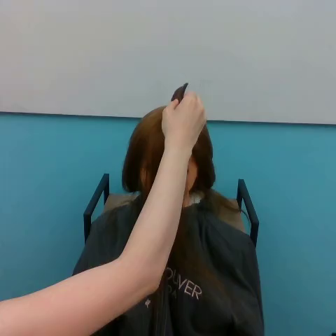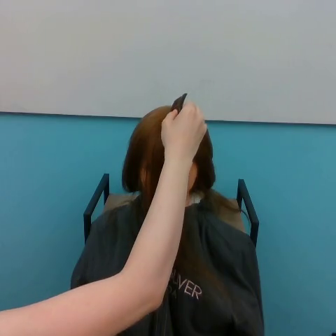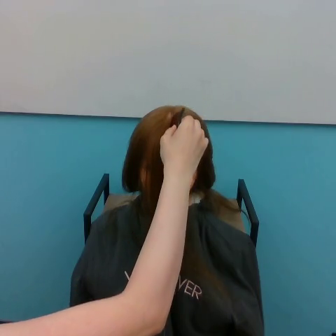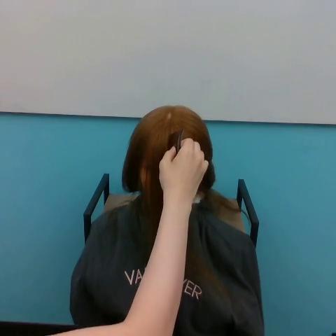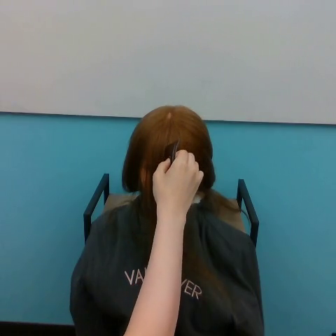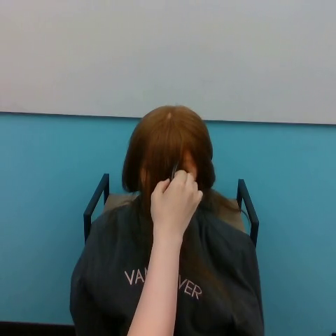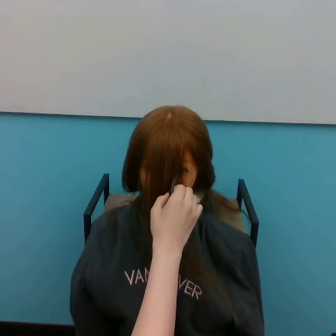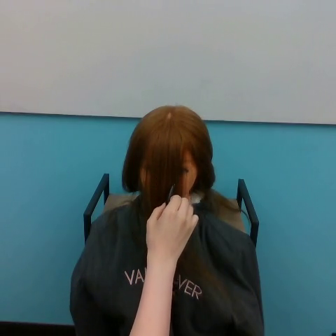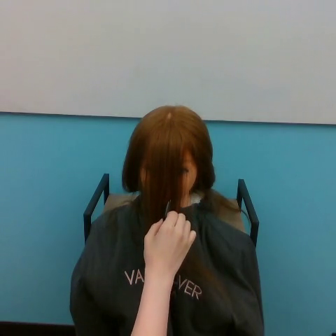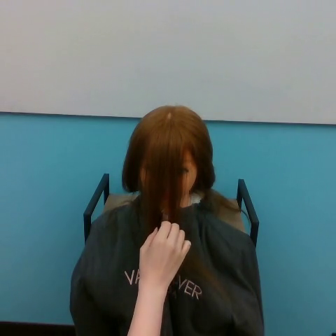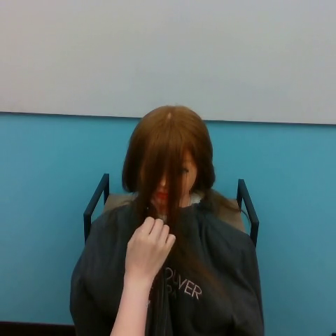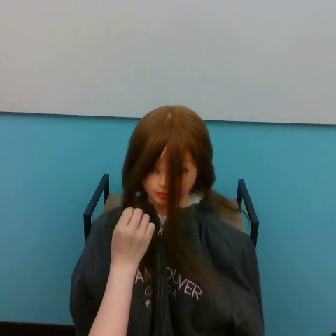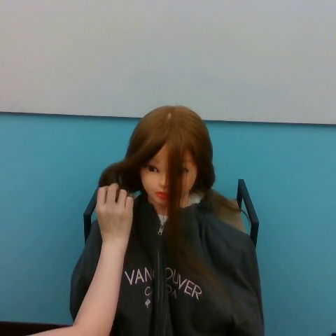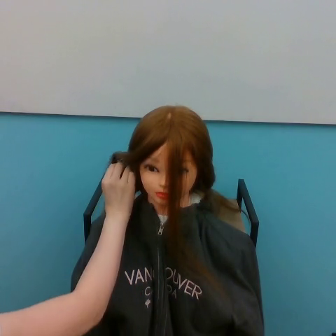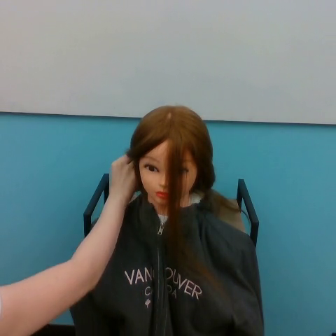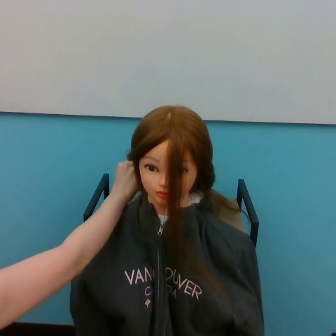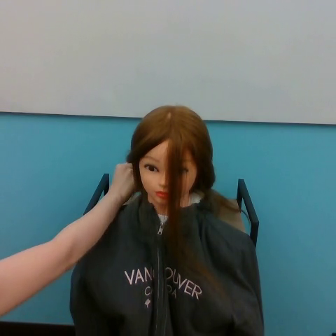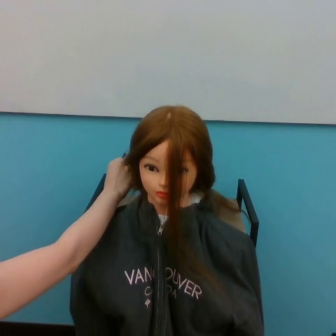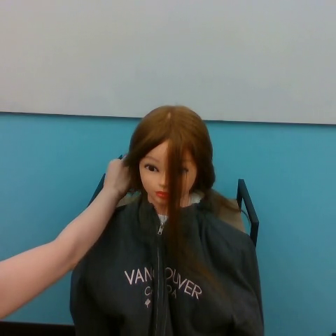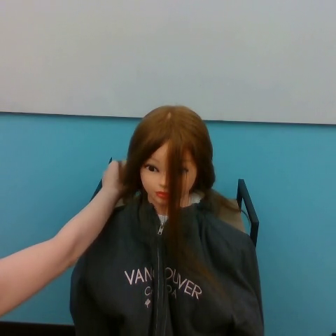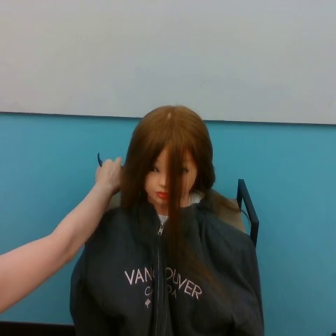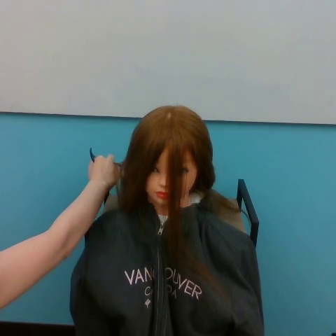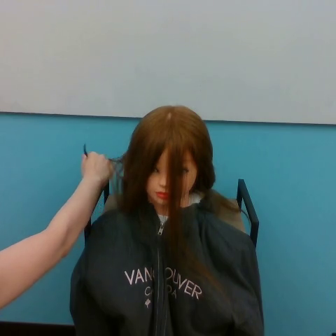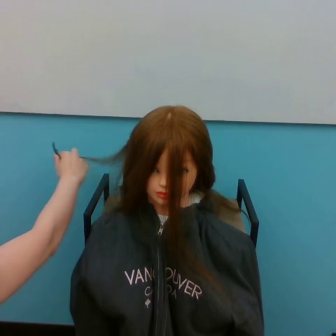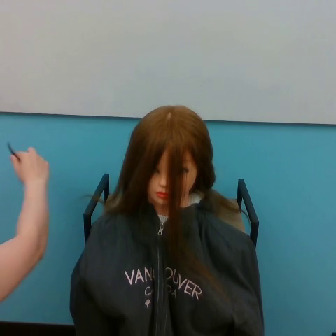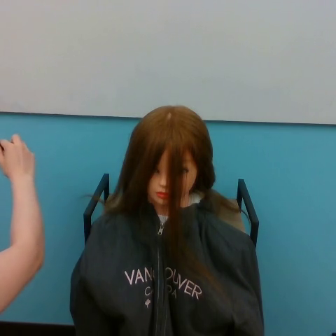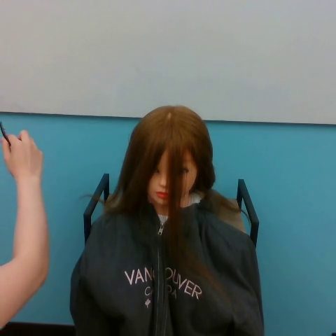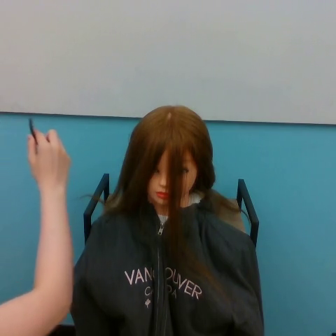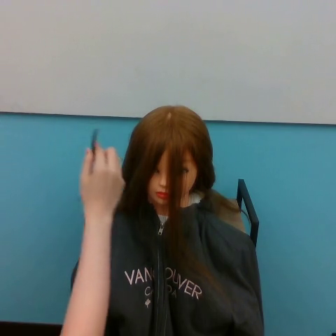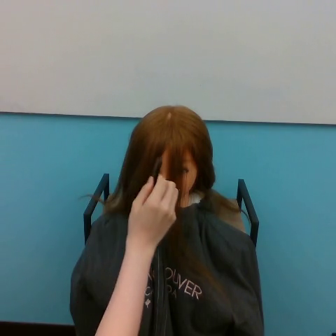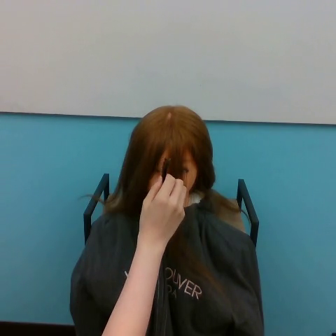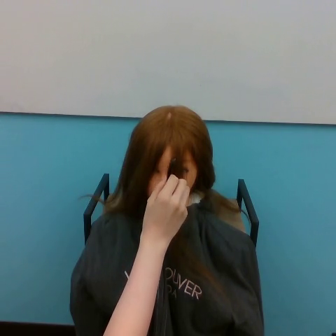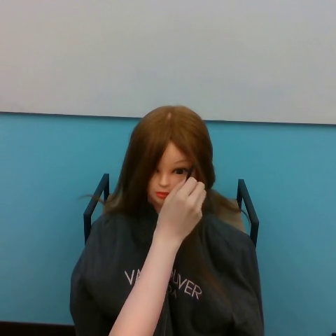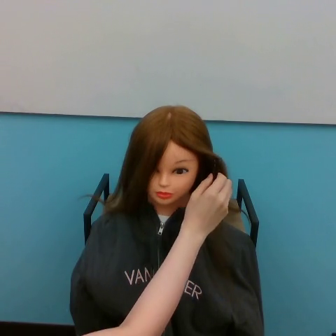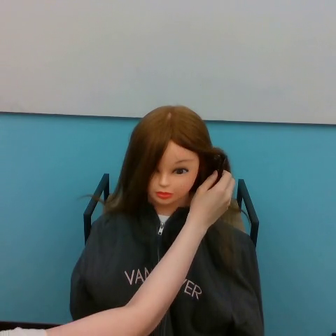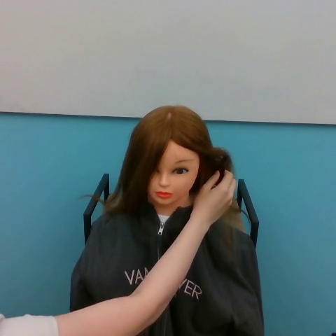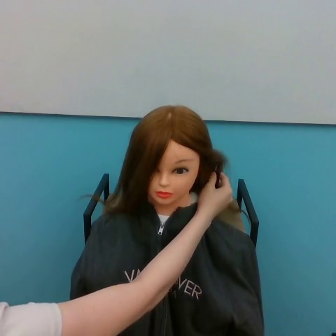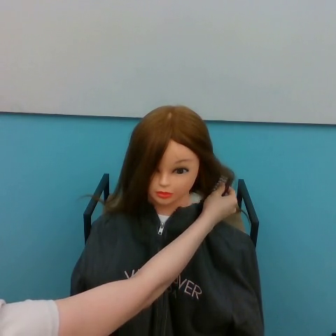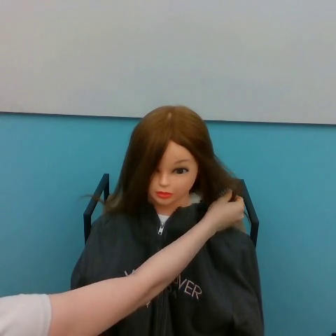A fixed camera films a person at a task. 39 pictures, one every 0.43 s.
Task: part hair.
Motion: move downward, move upward and to the left, move to the left, then move downward and to the right.
0.00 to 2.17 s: The hand goes downward.
2.17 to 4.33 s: The hand goes downward and to the left.
4.33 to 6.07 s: The hand goes upward and to the left, on a clockwise arc.
6.07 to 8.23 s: The hand moves only a little.
8.23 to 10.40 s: The hand goes to the left.
10.40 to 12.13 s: The hand goes to the right.
12.13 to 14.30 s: The hand goes to the right.
14.30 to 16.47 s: The hand goes downward and to the right.
